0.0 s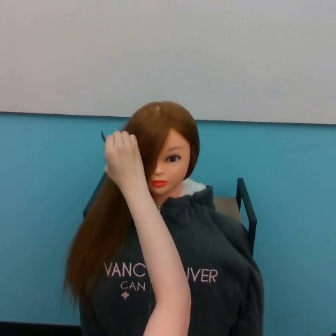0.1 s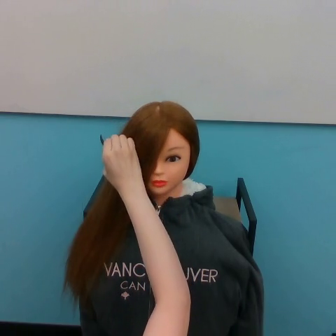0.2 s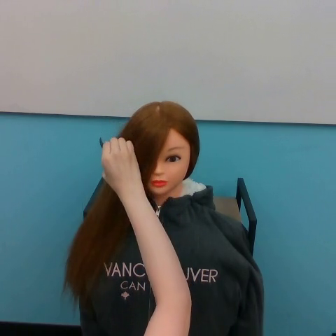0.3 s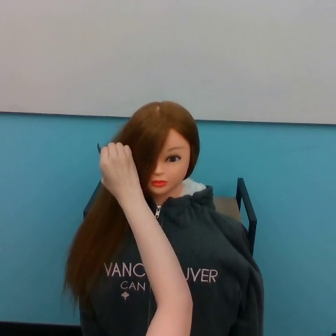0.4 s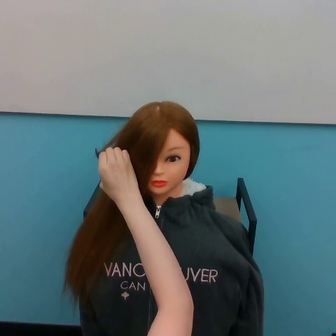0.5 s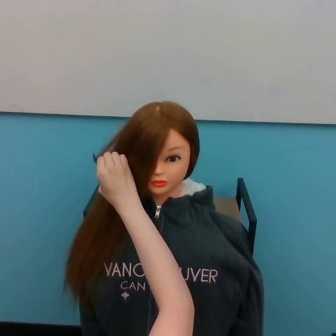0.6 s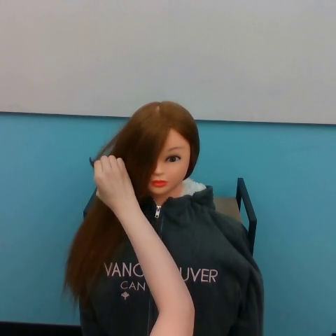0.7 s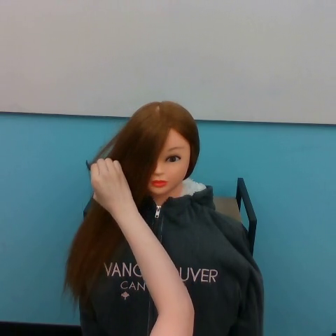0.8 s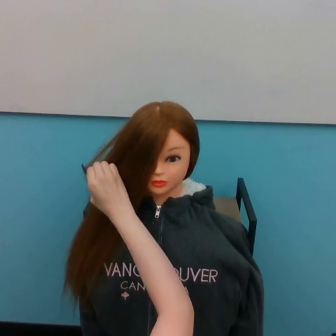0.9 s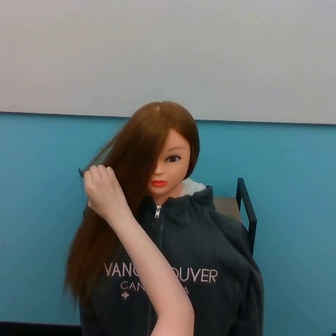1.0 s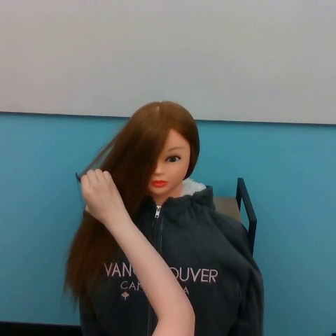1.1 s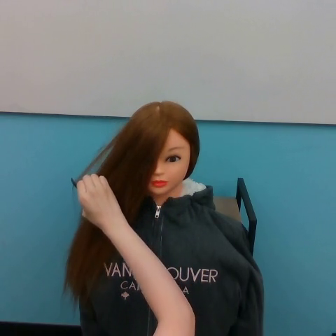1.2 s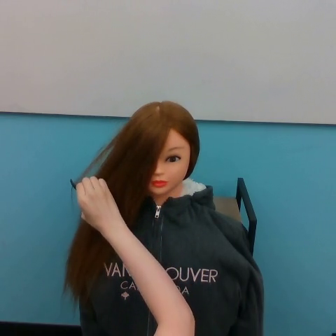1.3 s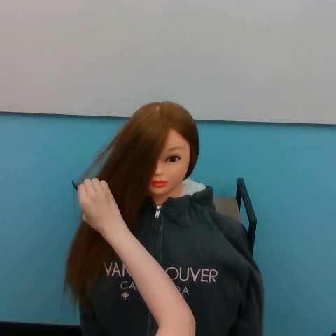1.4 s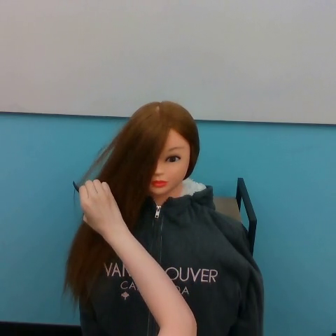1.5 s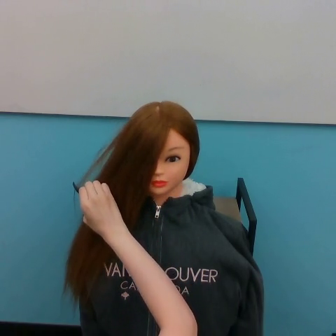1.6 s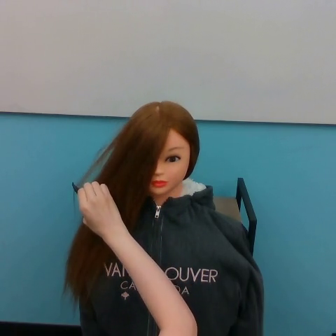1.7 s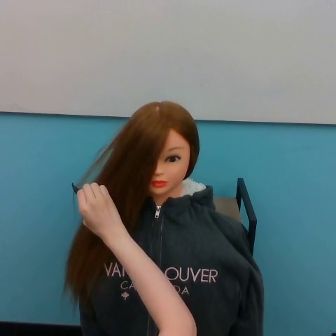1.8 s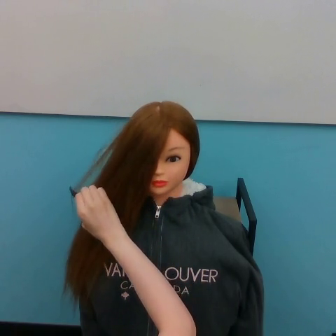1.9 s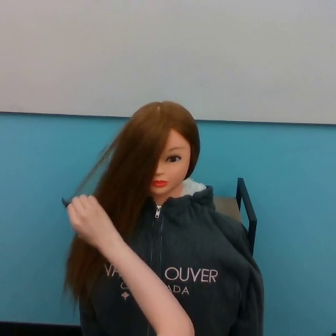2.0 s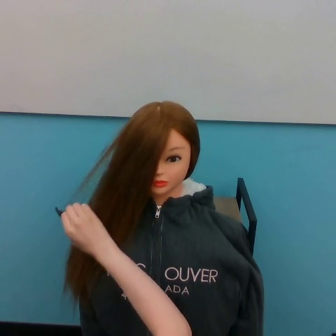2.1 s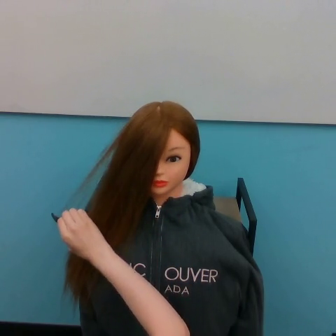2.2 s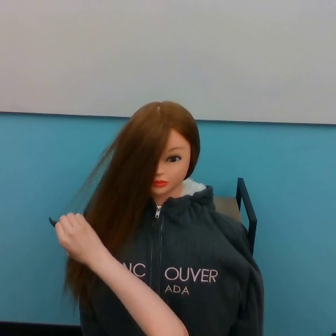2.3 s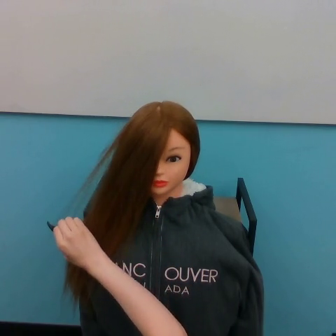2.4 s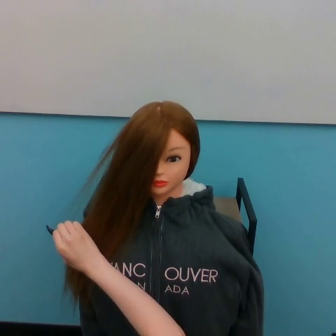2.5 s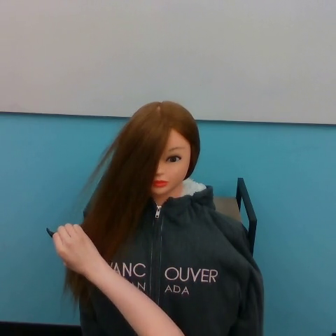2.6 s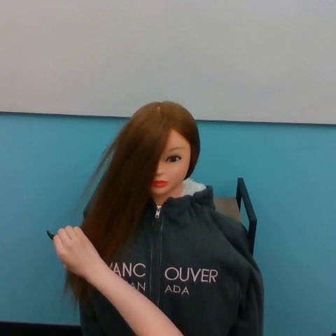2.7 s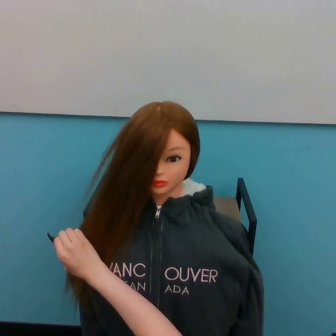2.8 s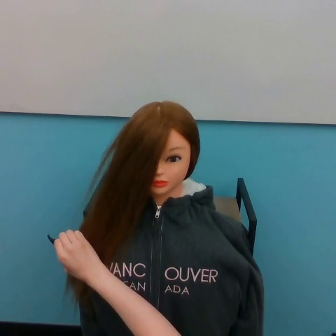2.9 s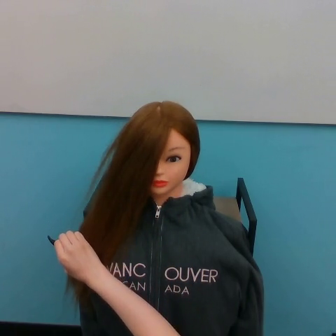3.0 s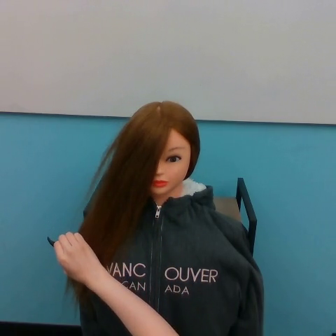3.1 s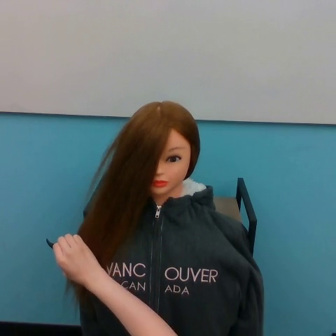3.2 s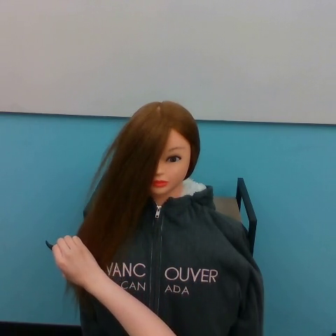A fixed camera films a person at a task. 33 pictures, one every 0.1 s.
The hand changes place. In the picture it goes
downward.
0.0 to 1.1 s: The hand goes downward and to the left.
1.1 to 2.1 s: The hand goes downward and to the left.
2.1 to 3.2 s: The hand goes downward.
Task: brush hair.
